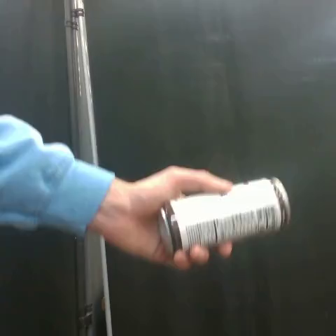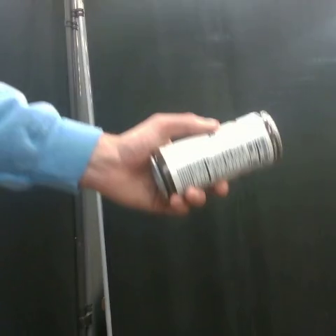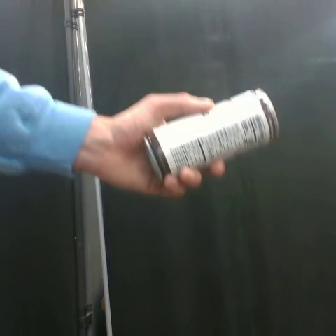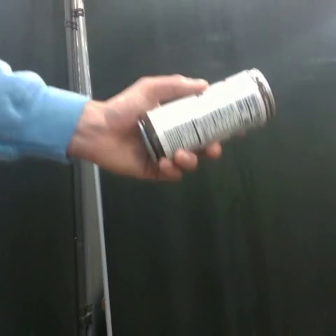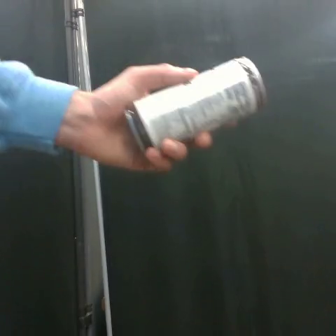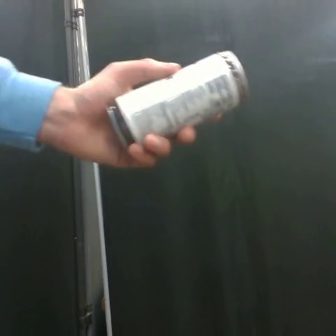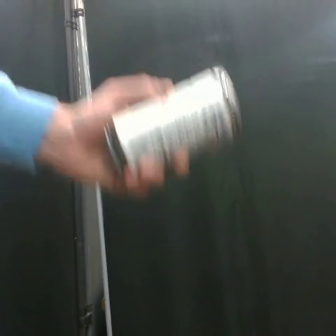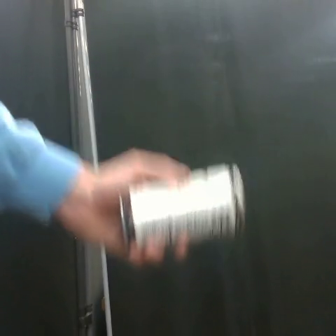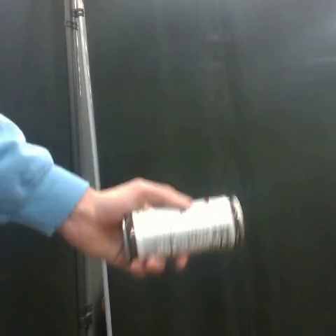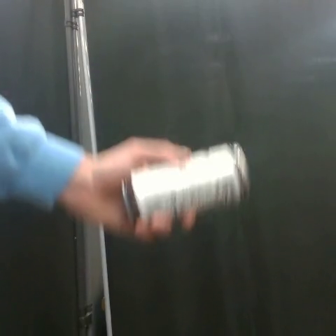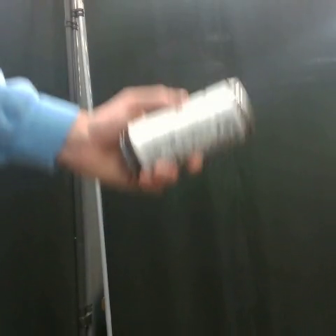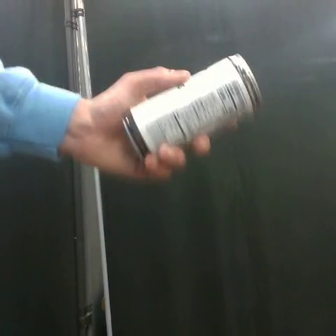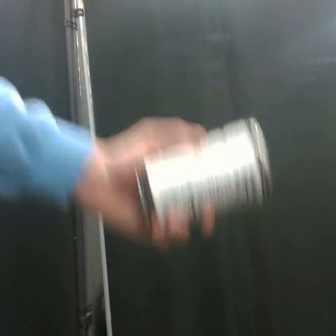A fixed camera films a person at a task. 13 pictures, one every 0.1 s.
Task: shake the coffee can.
Motion: move up and down twice.
0.0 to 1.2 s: The hand goes upward and to the left, then to the right.
